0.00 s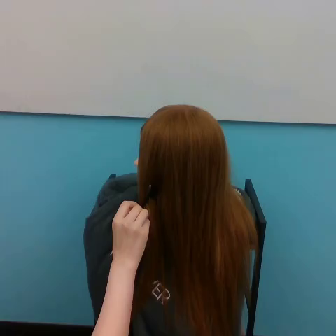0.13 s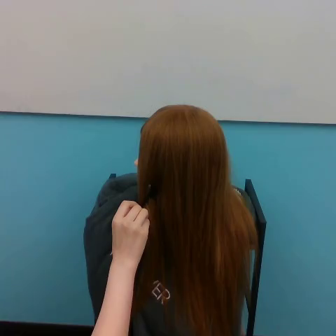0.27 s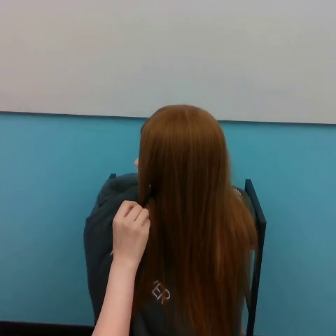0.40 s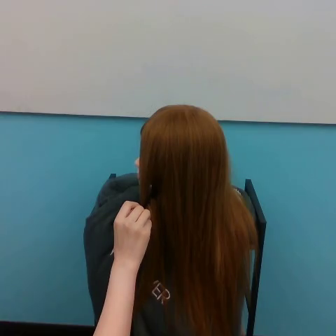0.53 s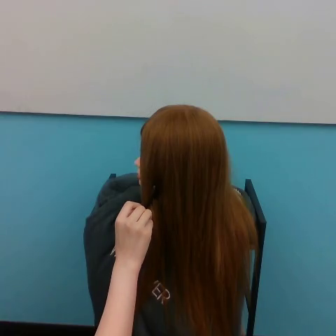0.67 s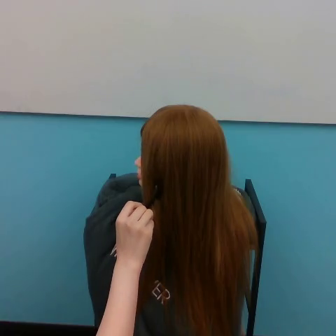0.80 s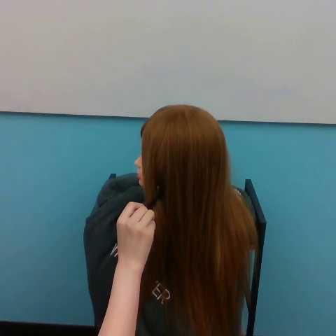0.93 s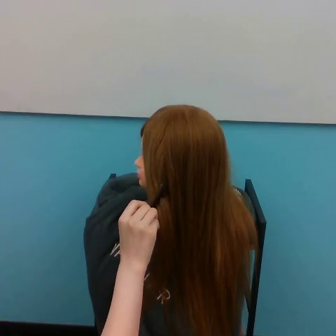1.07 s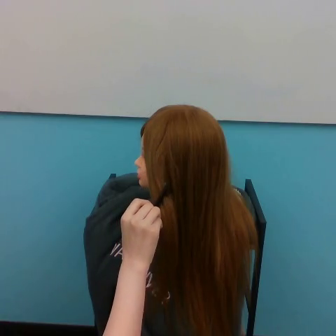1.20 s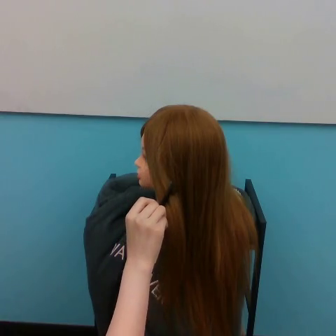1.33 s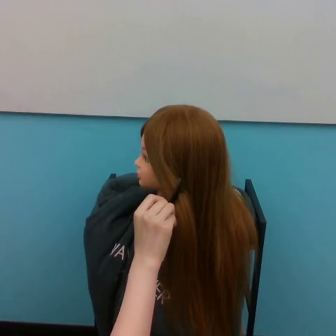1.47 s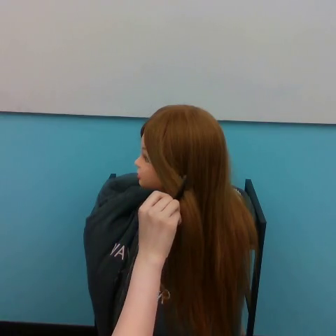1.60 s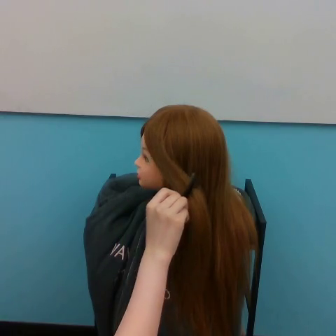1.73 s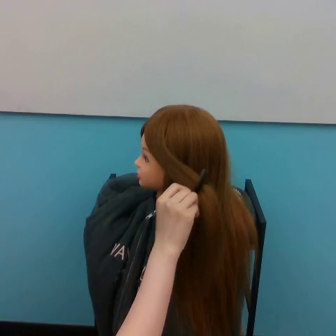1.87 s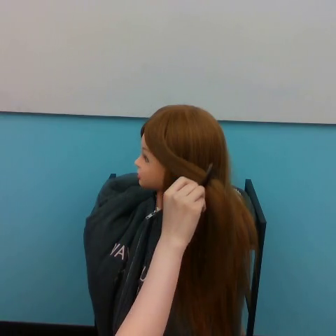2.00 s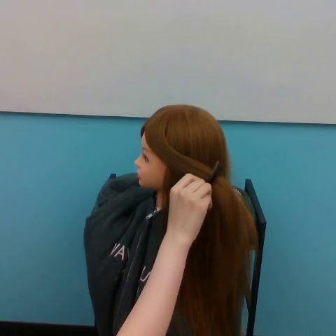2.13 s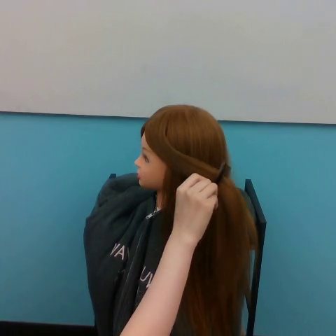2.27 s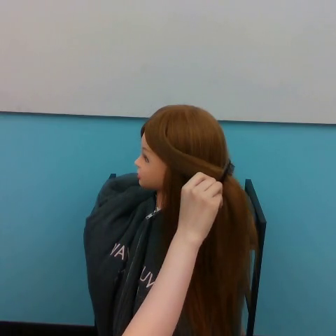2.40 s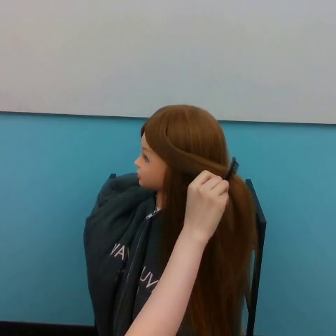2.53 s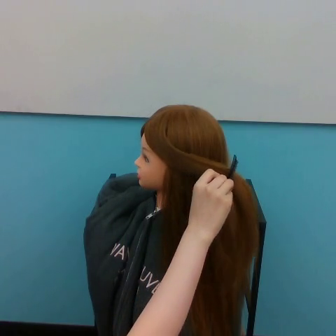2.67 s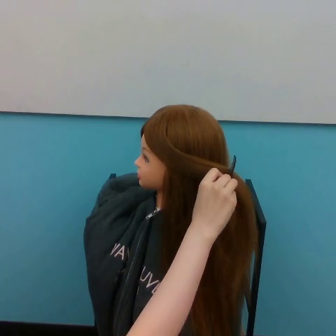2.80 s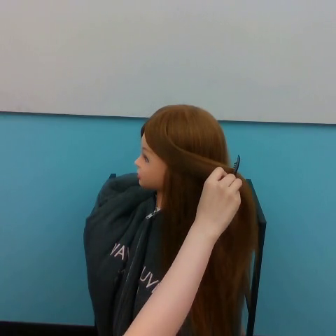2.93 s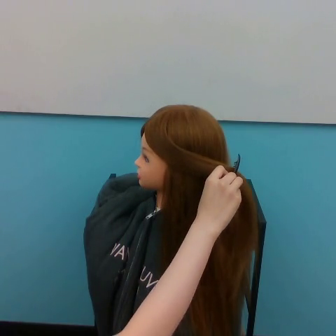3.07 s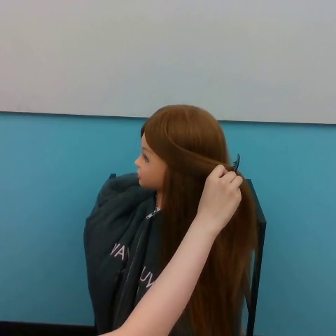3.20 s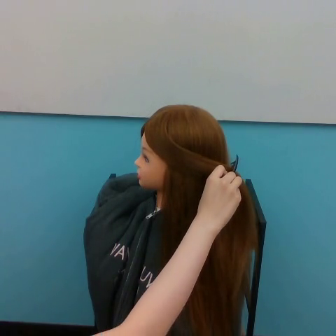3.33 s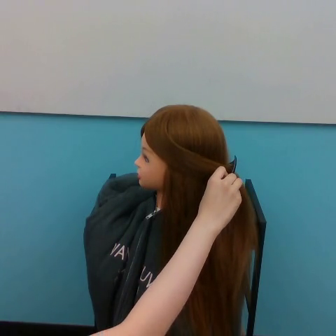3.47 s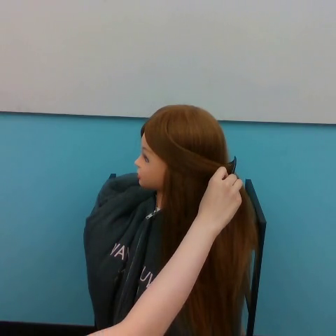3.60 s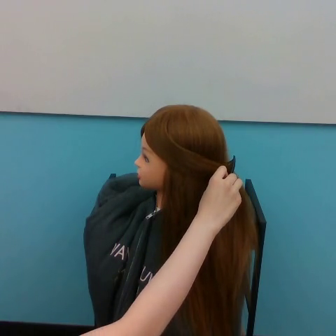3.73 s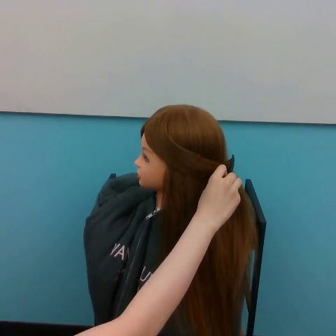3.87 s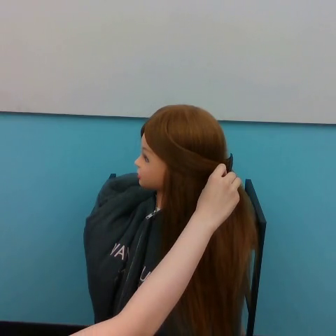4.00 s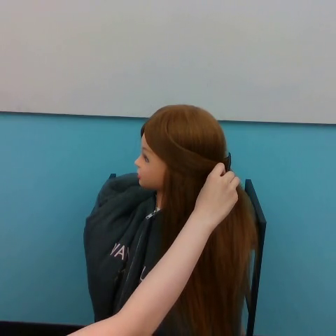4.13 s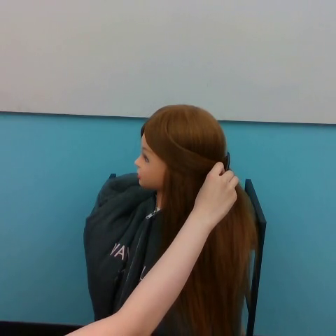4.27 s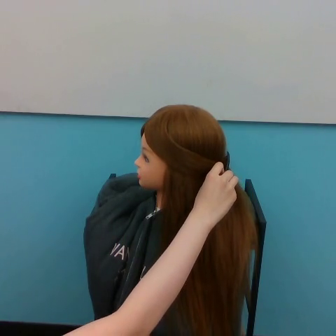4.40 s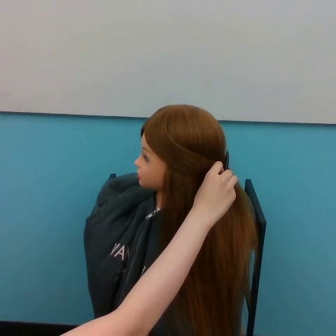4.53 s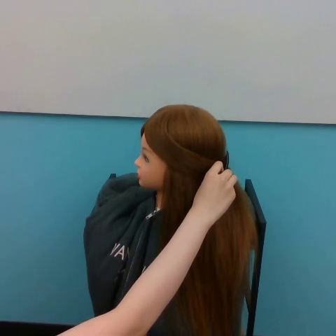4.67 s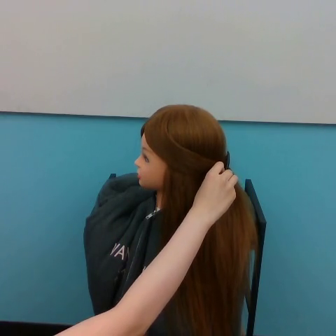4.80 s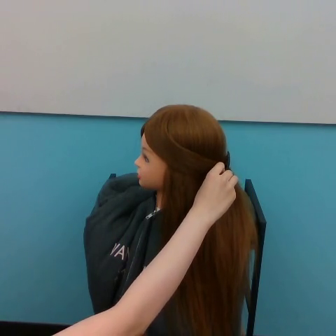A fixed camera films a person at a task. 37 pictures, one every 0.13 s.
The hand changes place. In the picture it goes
to the right.
0.00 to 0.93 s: The hand moves only a little.
0.93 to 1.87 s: The hand goes to the right and upward.
1.87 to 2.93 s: The hand goes to the right.
2.93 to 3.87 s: The hand stays where it is.
3.87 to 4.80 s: The hand moves only a little.
Task: tidy side hair.
Motion: move upward and to the right.
